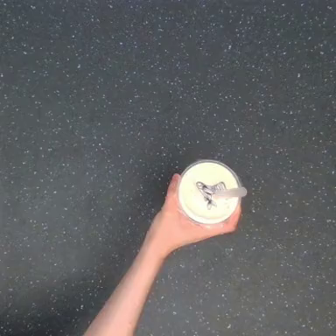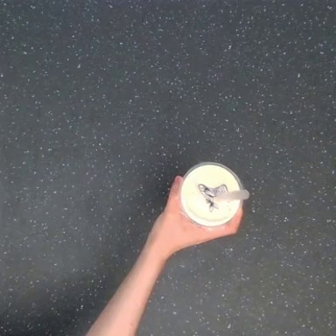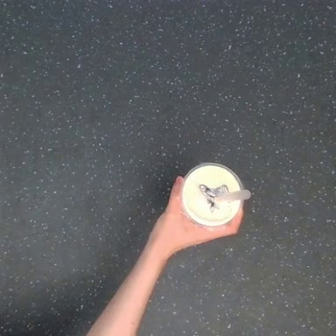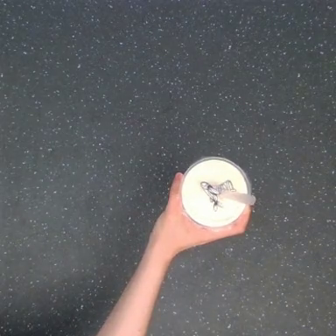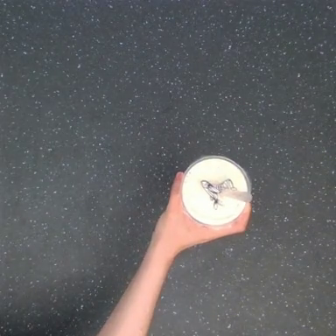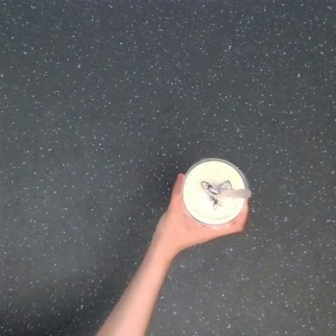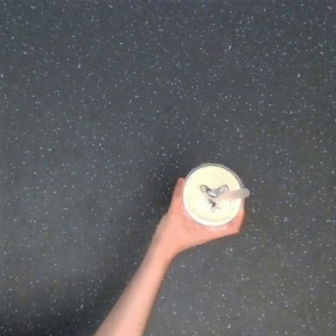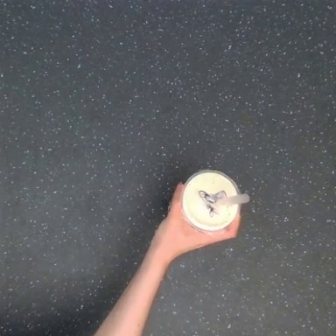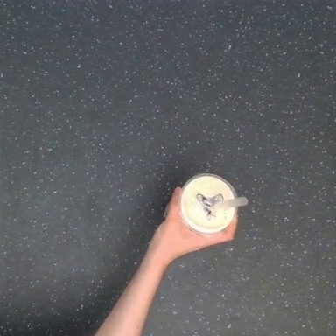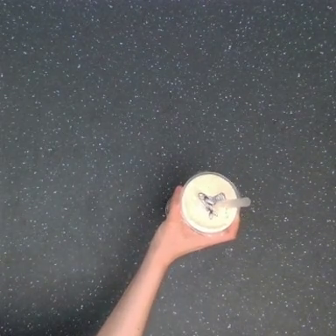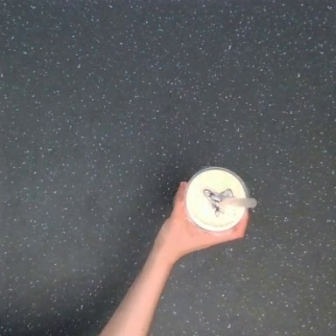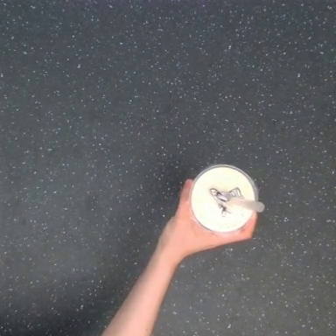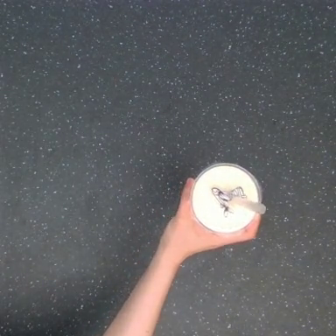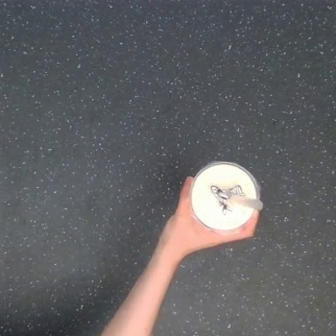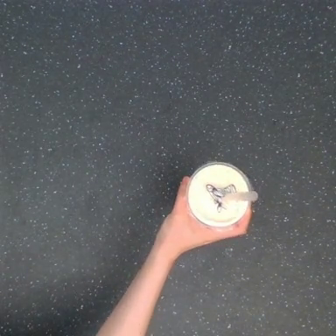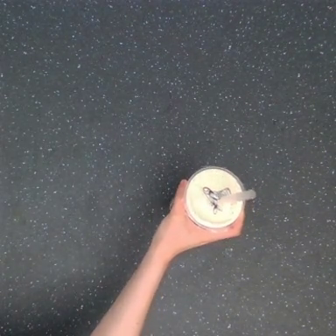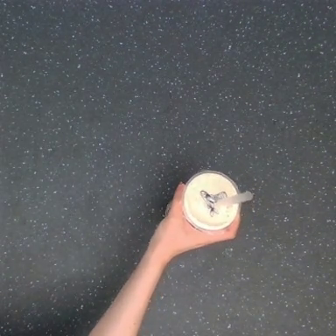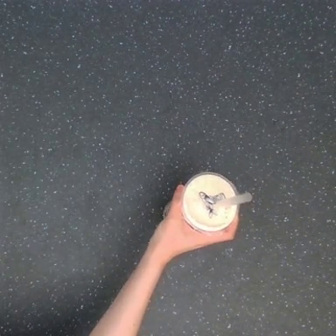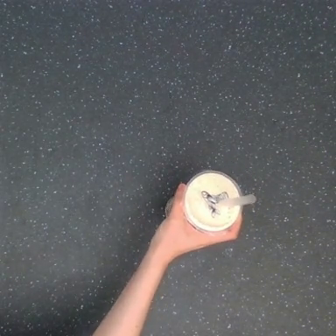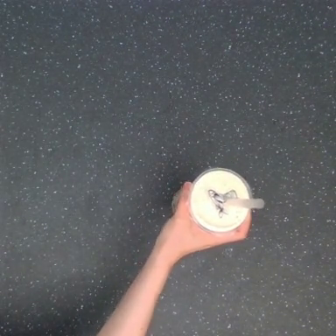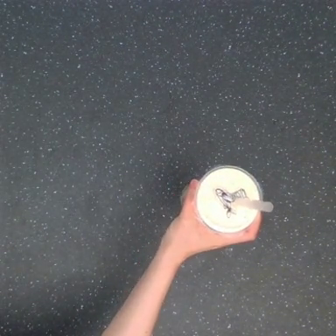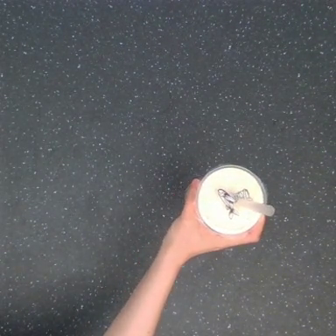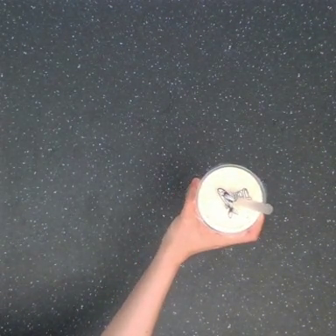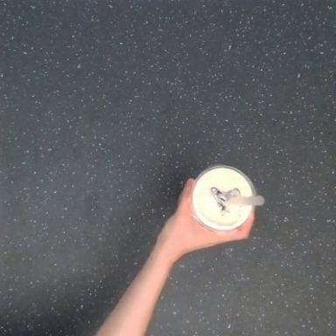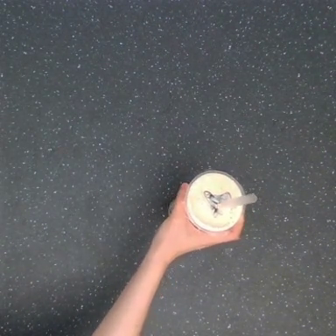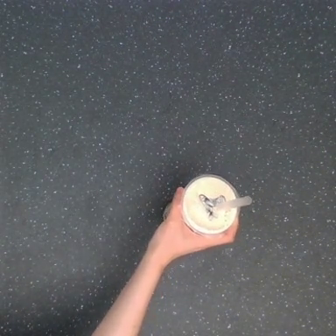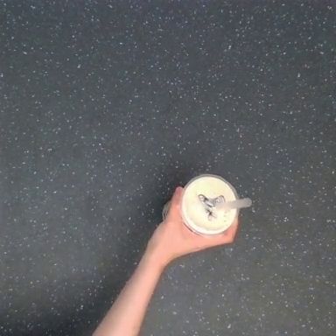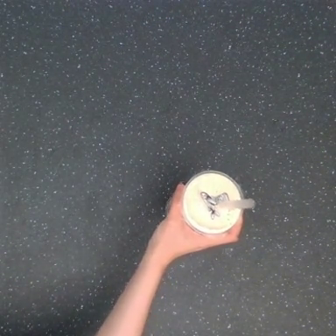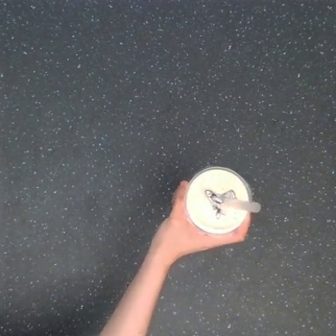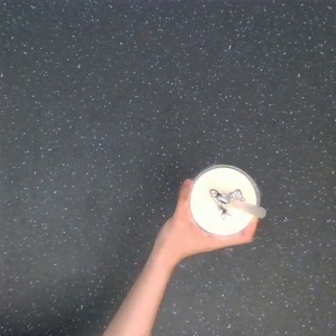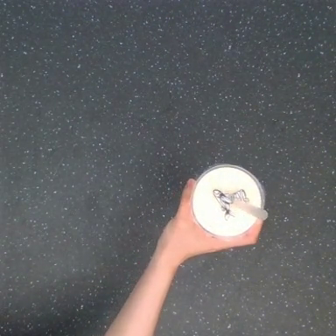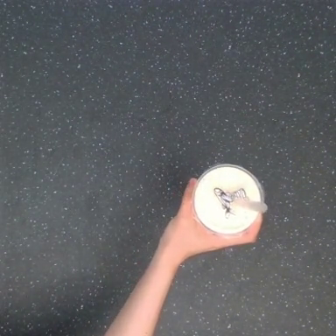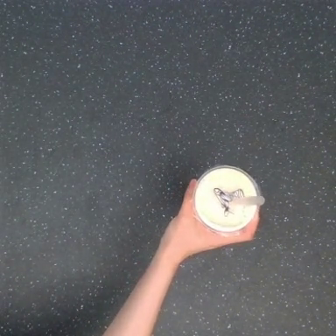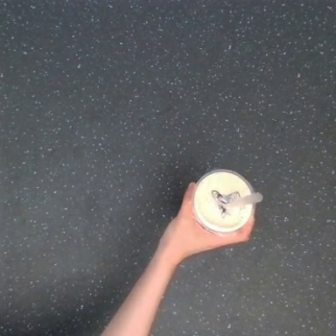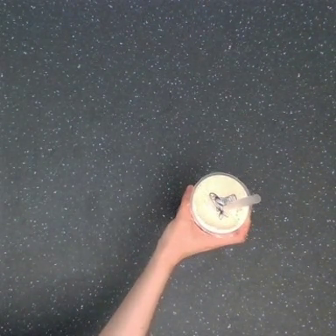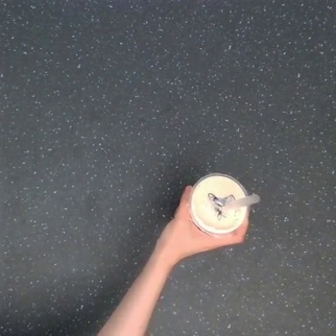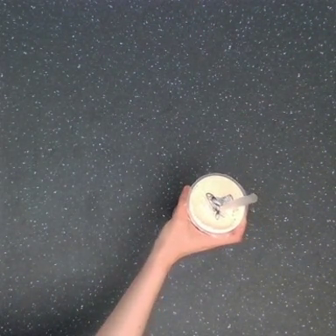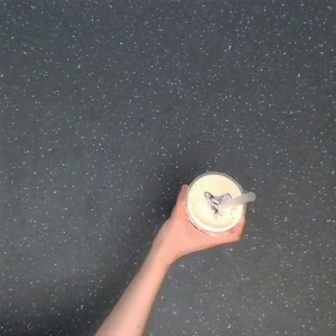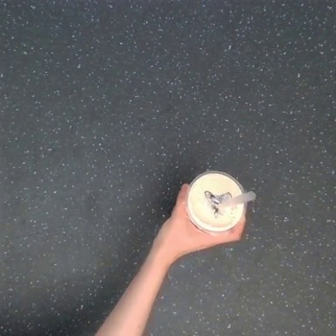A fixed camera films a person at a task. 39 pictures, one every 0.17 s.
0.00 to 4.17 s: The hand goes to the right, then to the left.
4.17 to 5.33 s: The hand goes to the right.
5.33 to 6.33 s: The hand moves only a little.
Task: shake the boba.
Motion: move up and down, repeating this sequence 4 times.
